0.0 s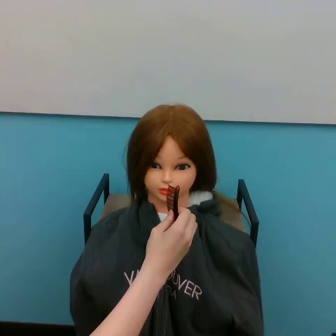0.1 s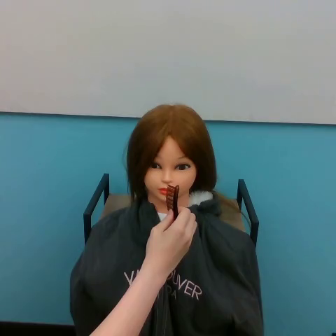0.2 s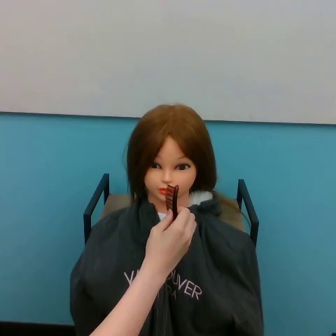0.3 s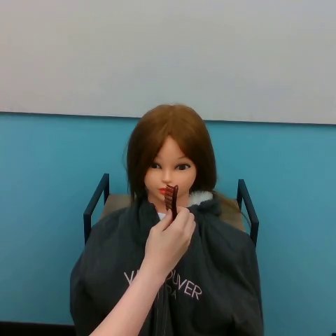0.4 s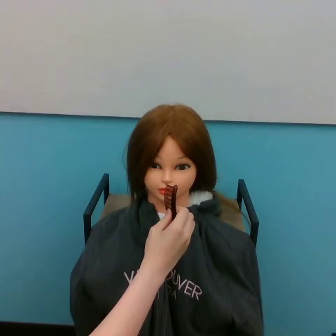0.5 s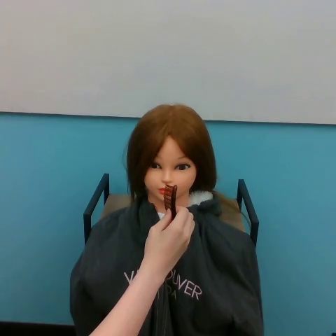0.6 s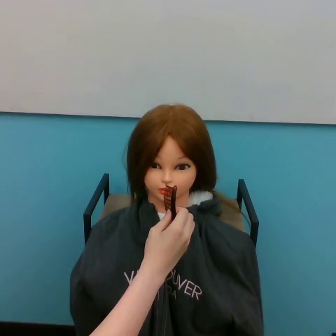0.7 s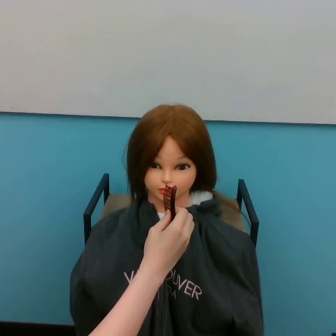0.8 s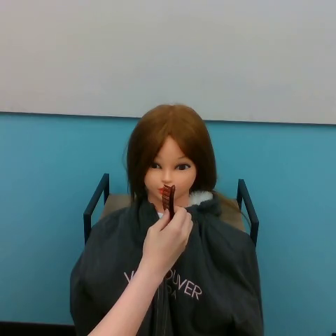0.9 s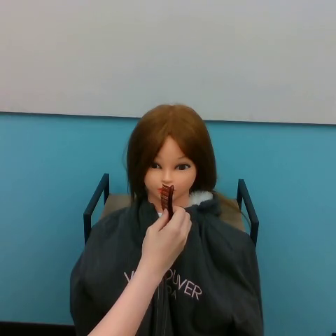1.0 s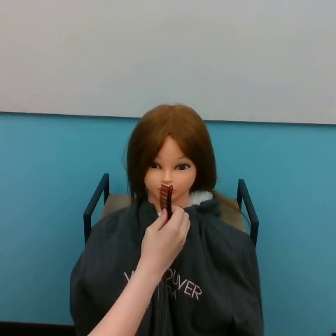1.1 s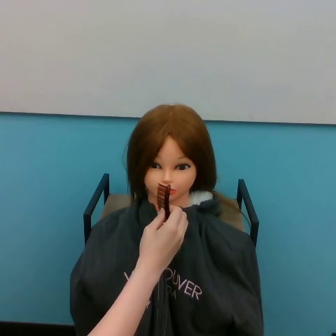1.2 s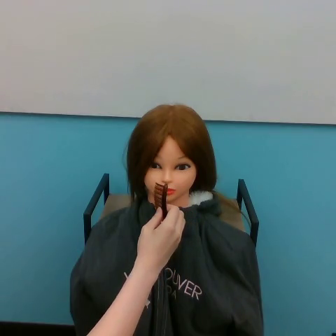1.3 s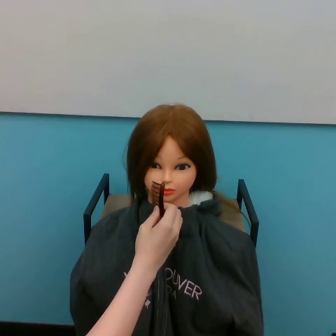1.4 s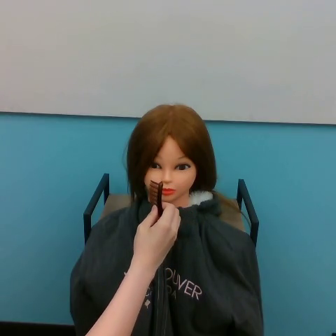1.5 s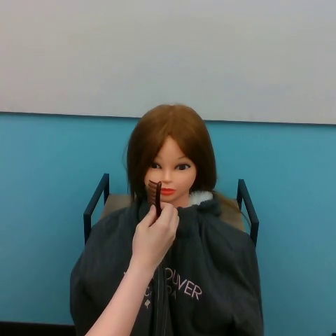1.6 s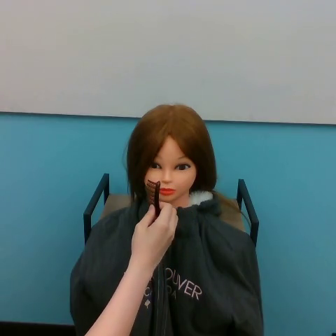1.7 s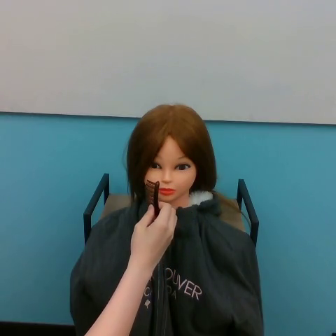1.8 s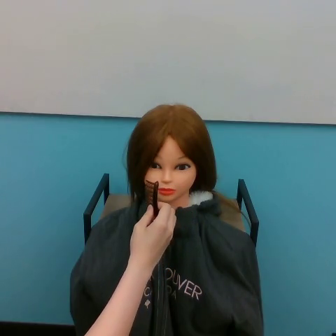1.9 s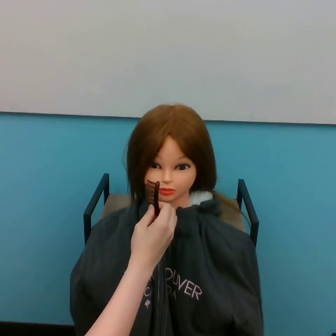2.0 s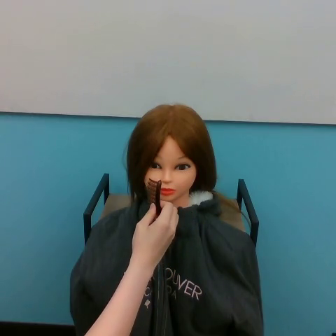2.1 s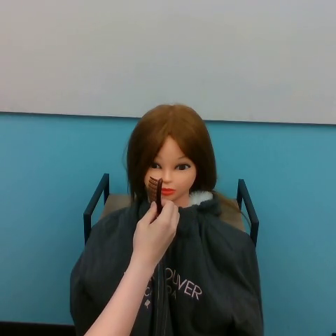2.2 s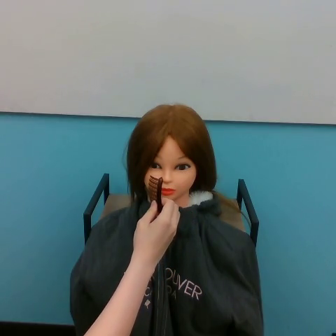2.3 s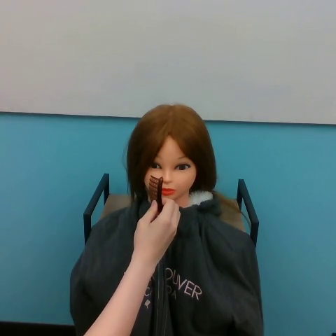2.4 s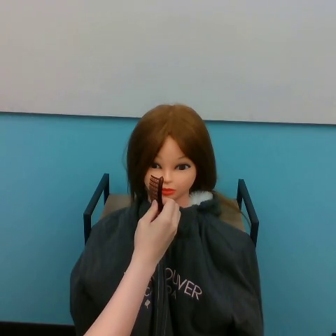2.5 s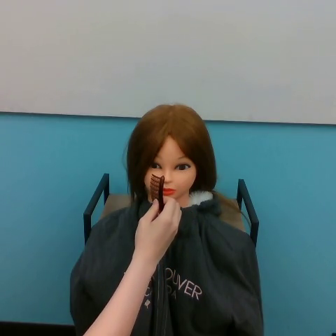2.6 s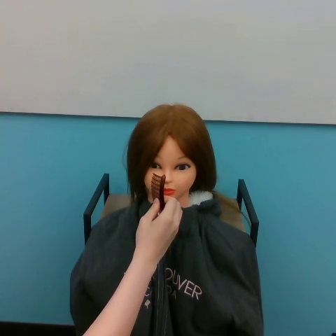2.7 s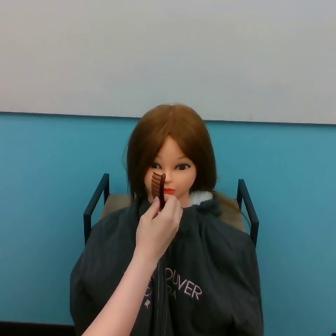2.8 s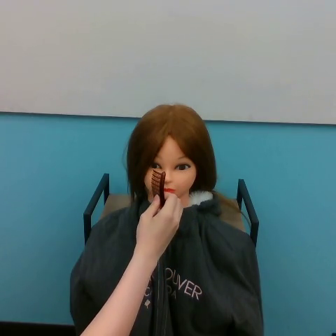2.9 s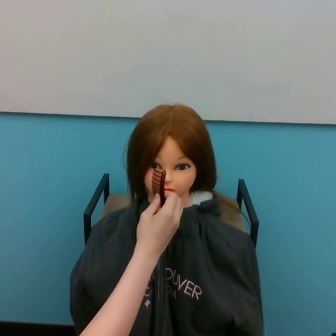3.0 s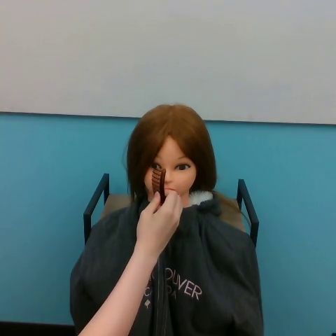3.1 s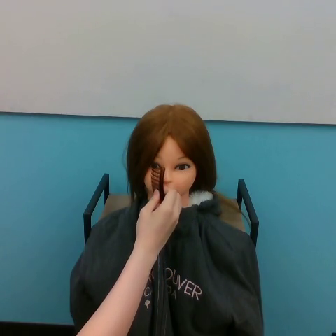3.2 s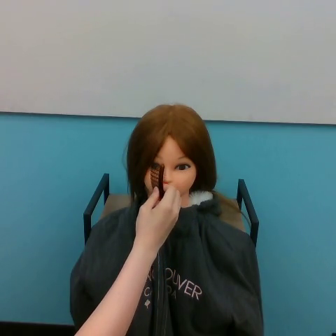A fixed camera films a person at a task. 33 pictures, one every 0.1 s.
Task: part hair.
0.0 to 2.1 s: The hand goes to the left, on a clockwise arc.
2.1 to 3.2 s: The hand goes upward.
